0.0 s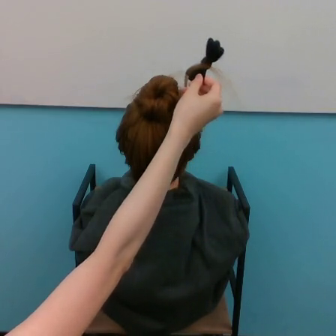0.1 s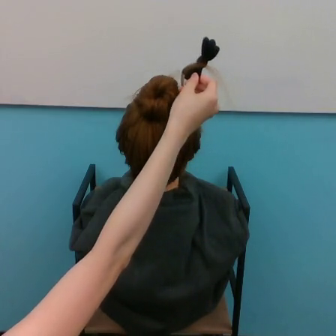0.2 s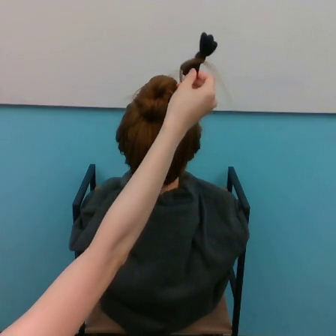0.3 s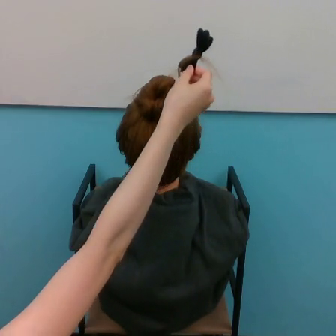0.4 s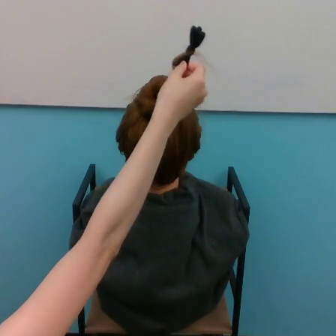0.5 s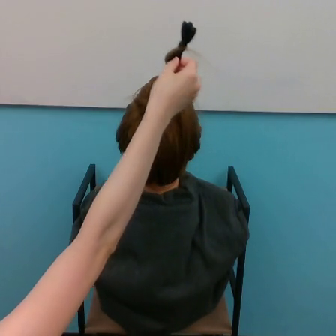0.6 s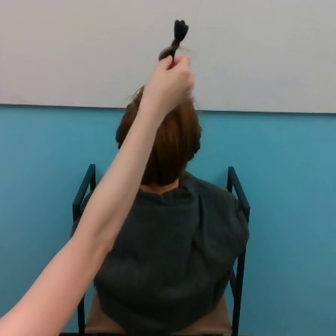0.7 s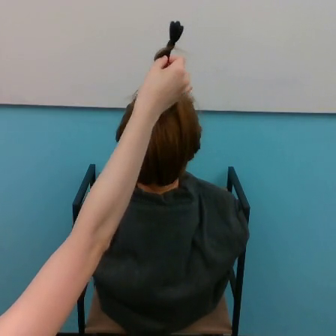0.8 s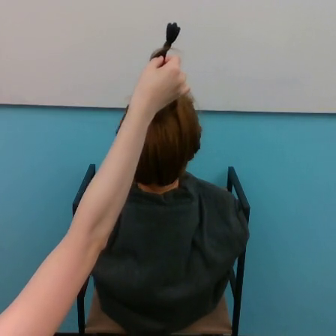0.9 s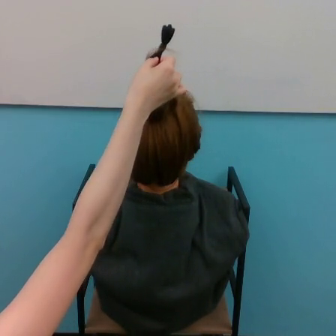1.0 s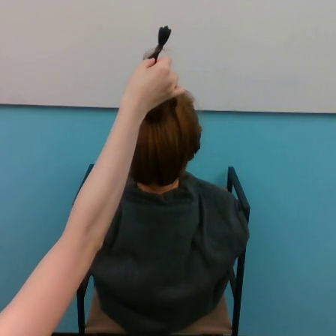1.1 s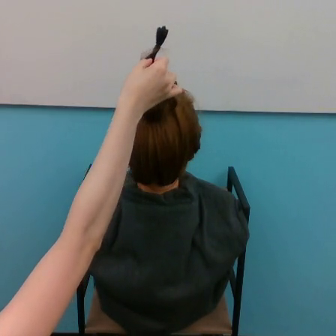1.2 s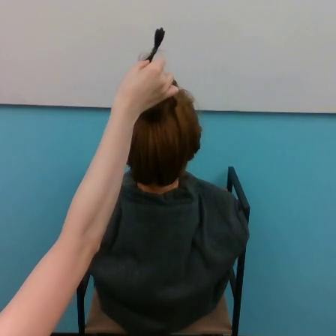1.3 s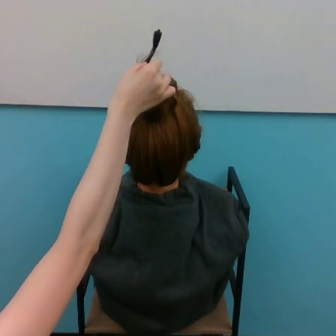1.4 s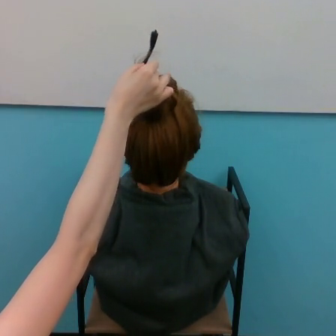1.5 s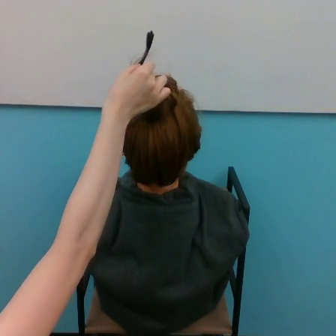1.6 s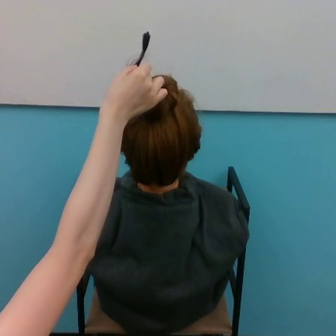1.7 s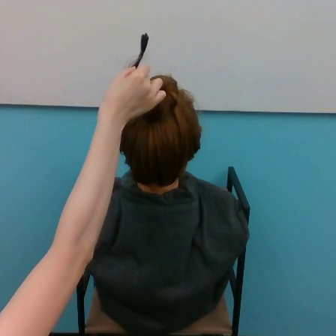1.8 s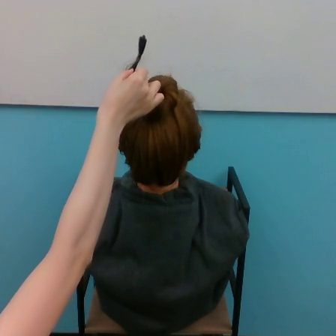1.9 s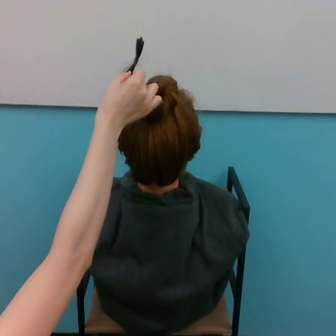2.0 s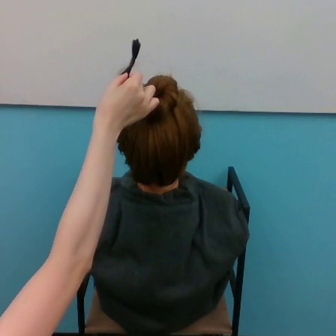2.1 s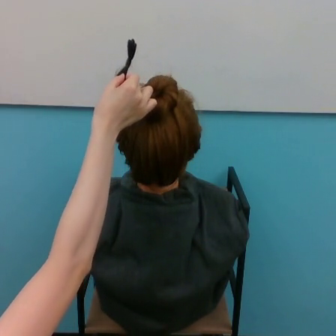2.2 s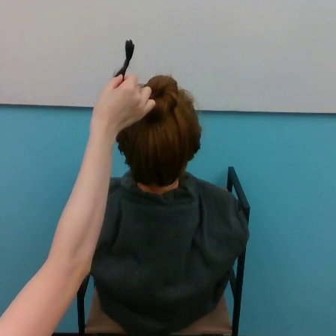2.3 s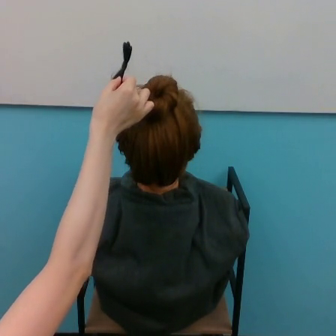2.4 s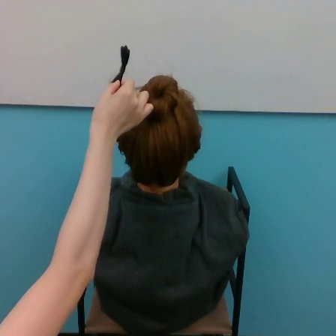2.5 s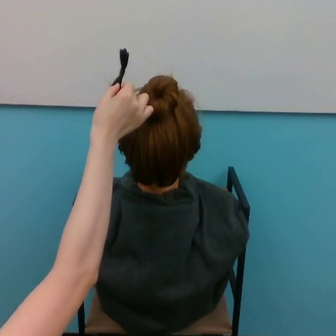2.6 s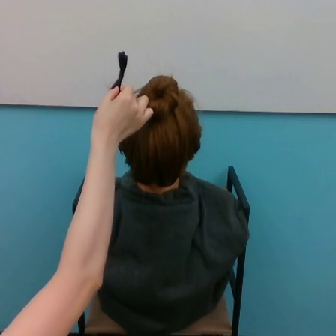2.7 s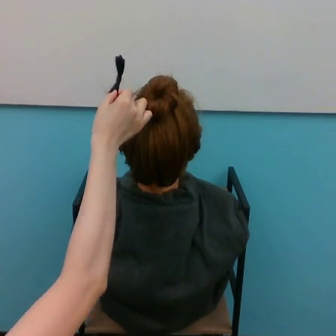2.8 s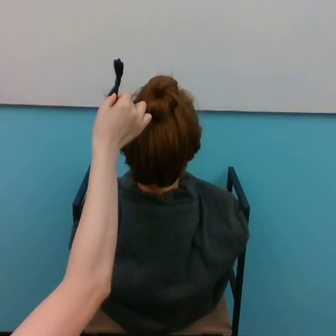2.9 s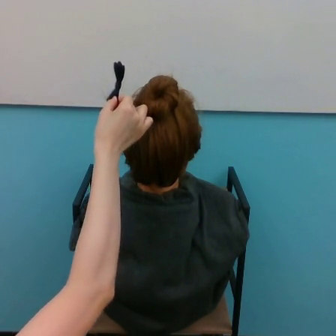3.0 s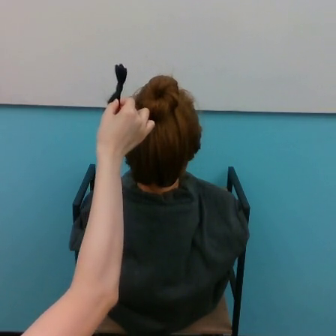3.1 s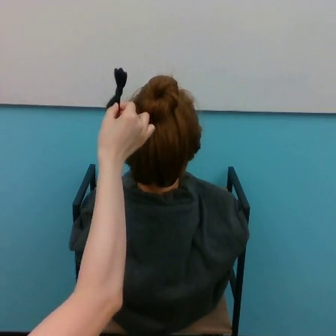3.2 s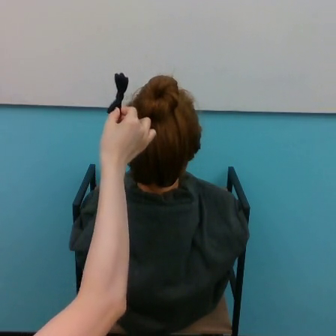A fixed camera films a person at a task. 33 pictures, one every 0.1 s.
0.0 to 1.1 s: The hand goes to the left and upward.
1.1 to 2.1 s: The hand goes to the left and downward.
2.1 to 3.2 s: The hand goes downward.
Task: tidy back hair.
